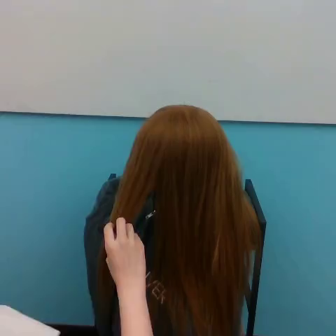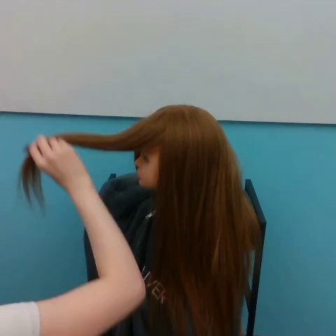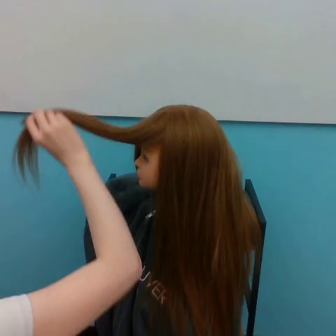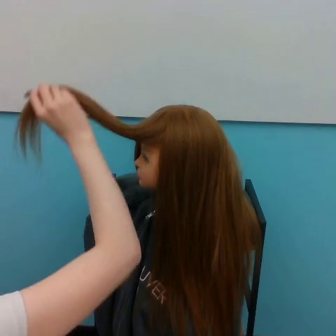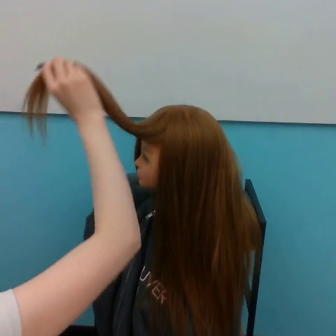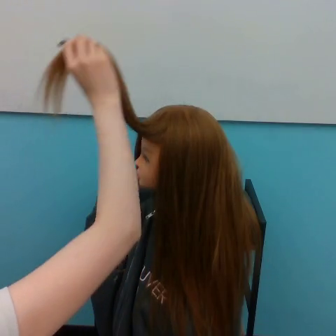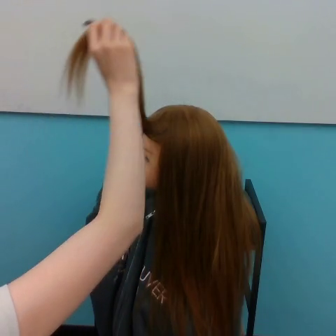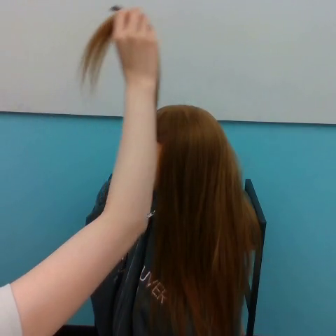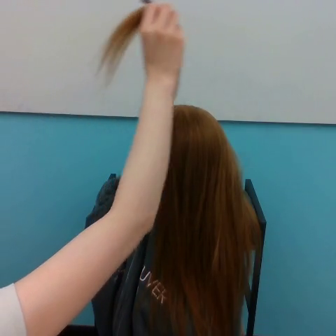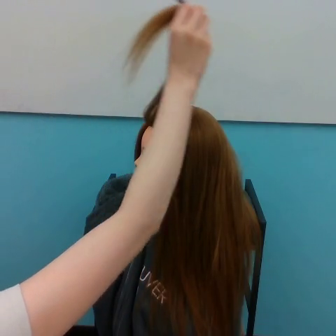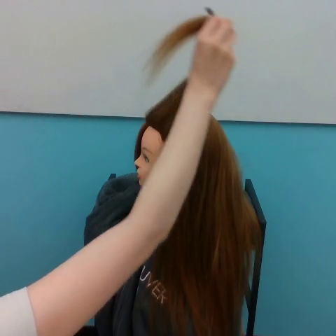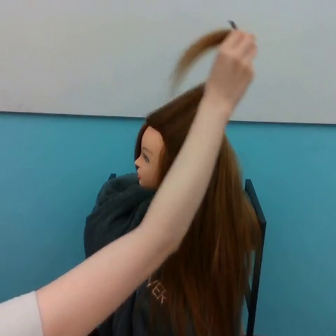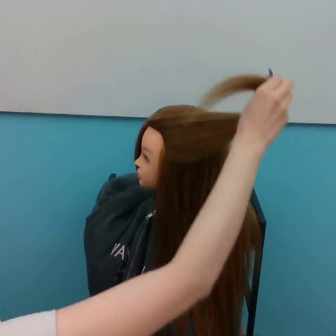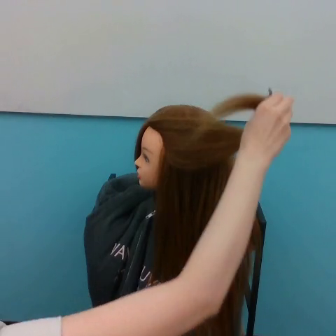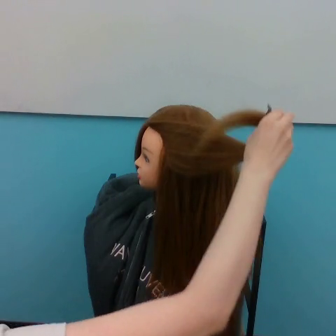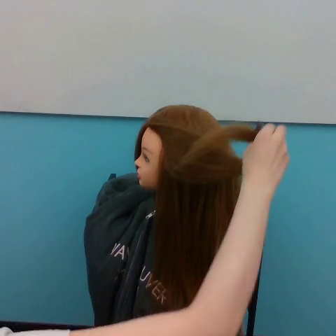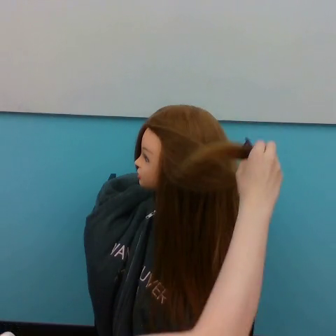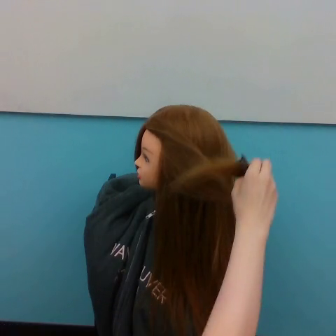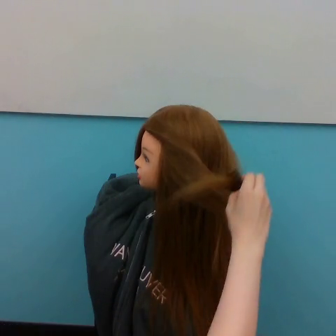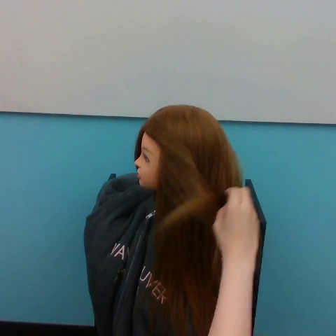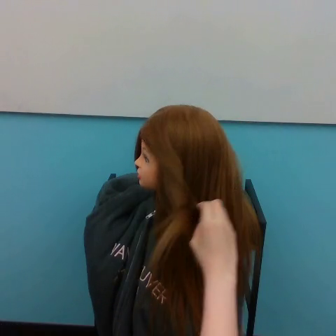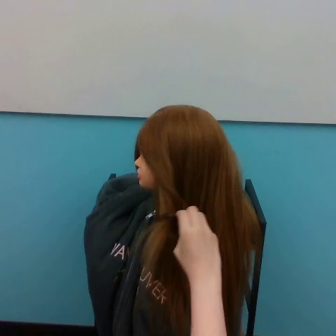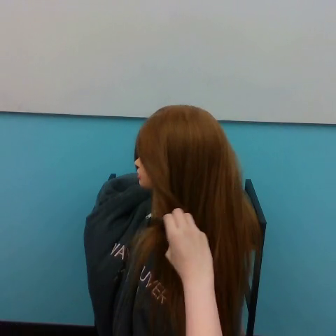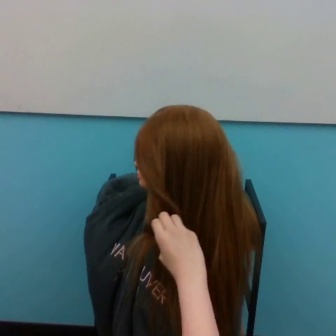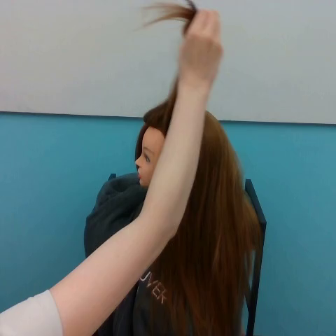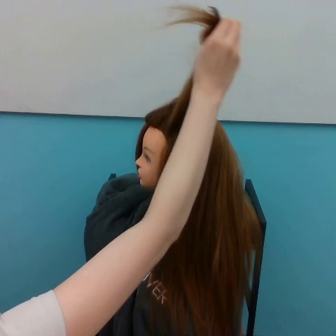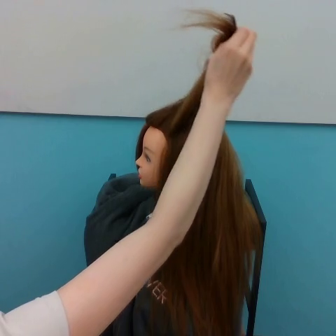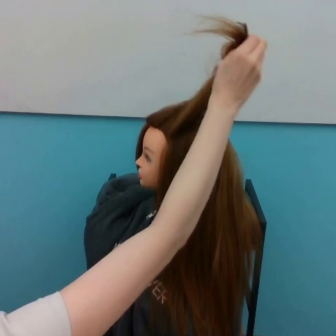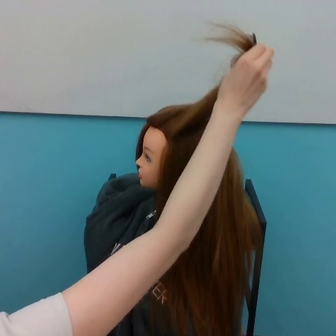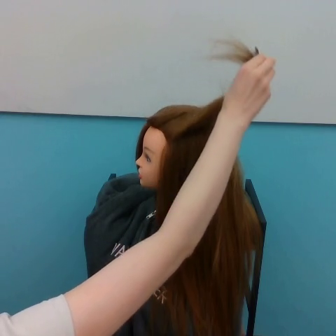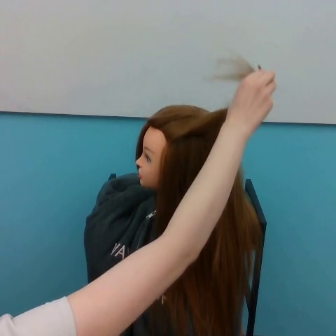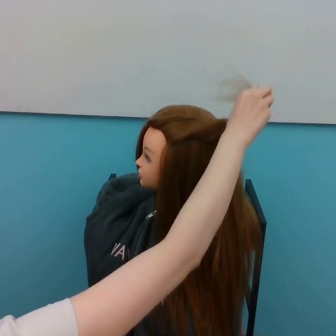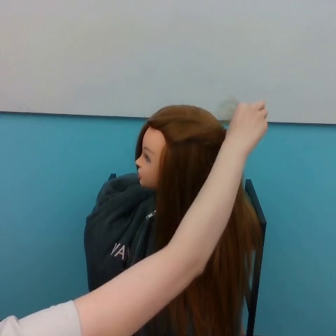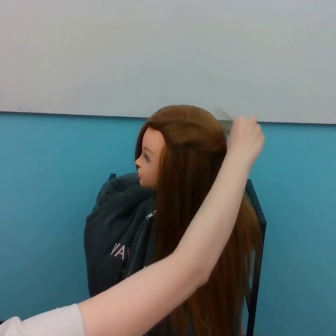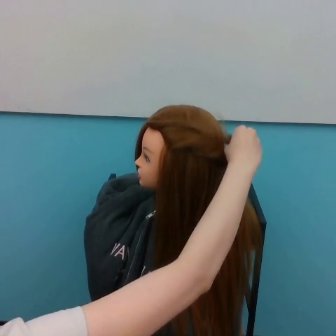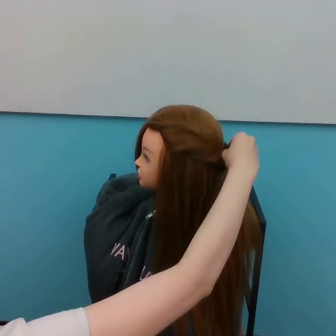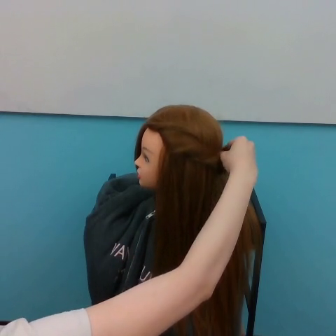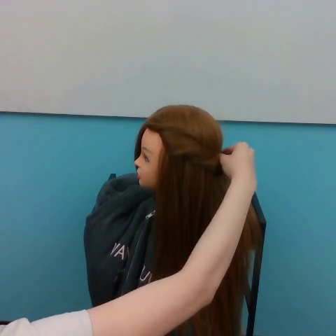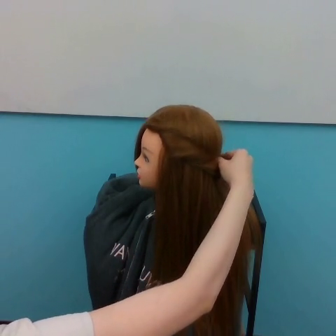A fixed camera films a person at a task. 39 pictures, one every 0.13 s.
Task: tidy side hair.
Motion: make a circular motion clockwise, move upward, then move downward and to the right.
0.00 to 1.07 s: The hand goes upward.
1.07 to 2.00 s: The hand goes downward and to the right.
2.00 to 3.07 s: The hand goes to the left and downward.
3.07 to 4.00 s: The hand goes upward, then downward and to the right.
4.00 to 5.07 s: The hand goes downward.
In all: It circles clockwise, turning through about 630 degrees.
